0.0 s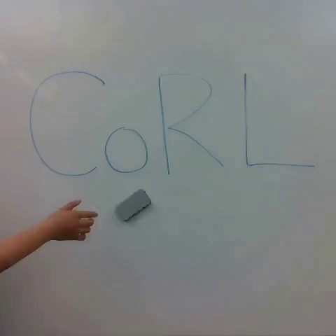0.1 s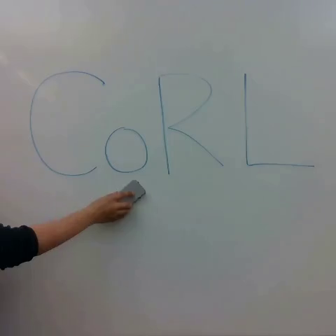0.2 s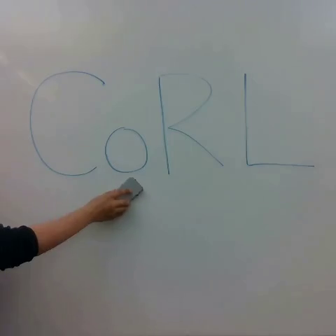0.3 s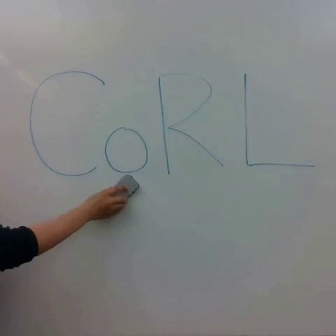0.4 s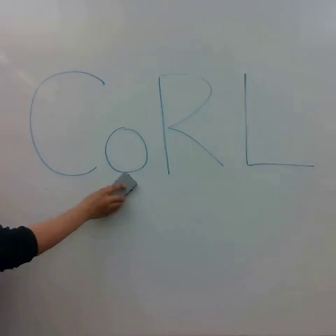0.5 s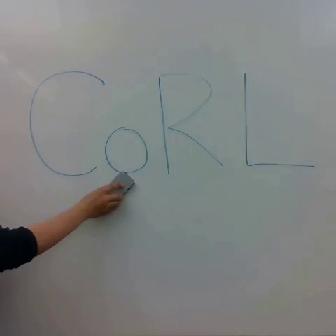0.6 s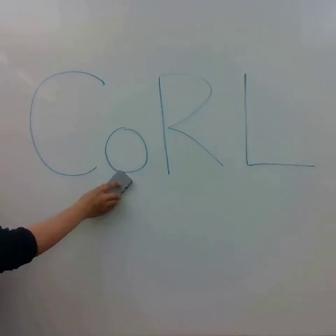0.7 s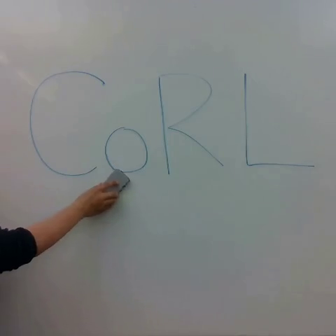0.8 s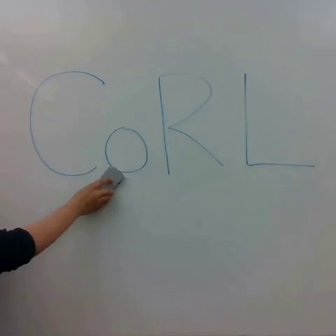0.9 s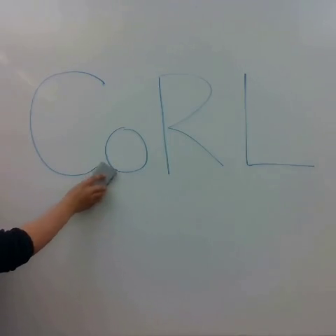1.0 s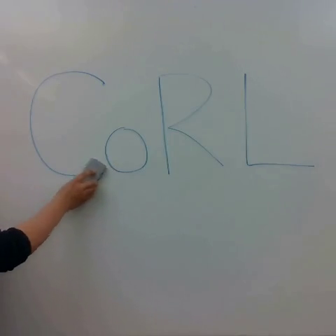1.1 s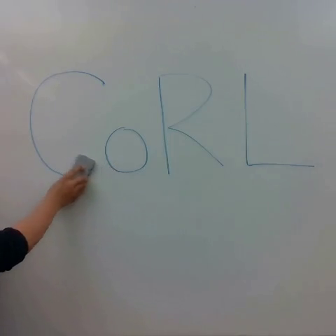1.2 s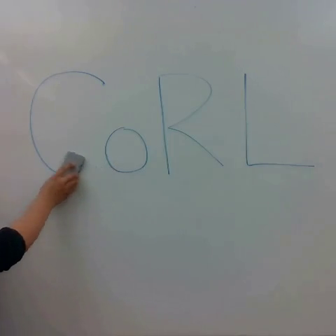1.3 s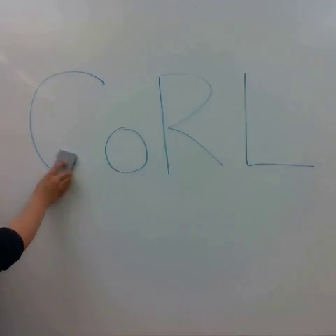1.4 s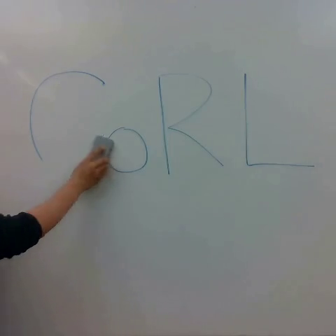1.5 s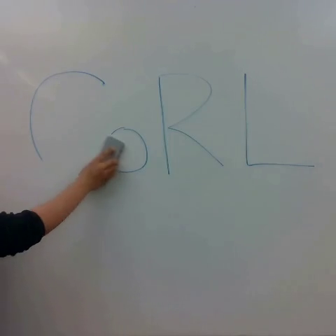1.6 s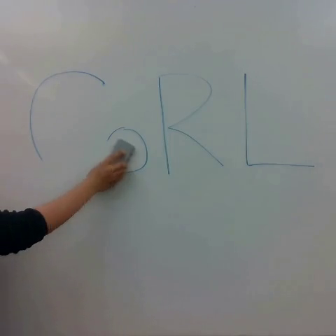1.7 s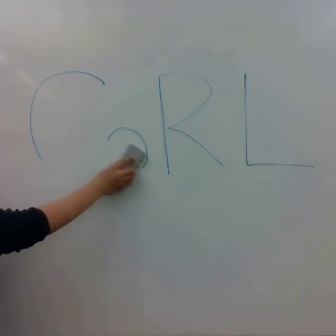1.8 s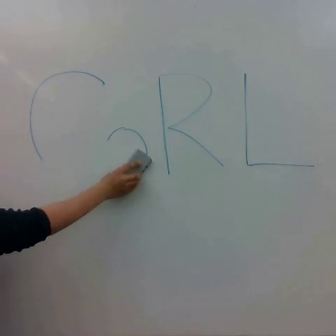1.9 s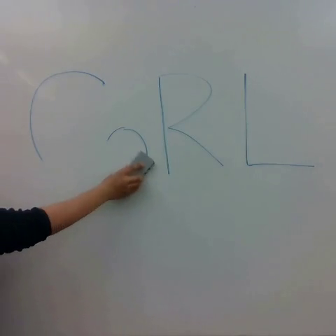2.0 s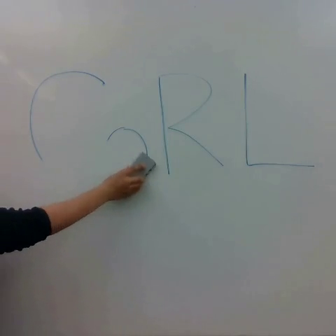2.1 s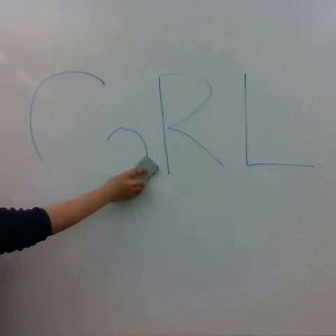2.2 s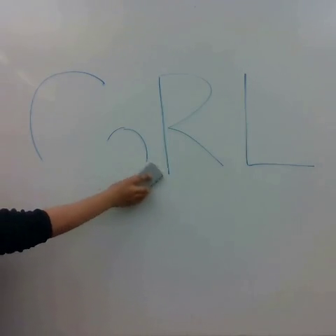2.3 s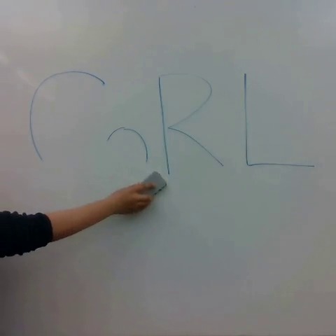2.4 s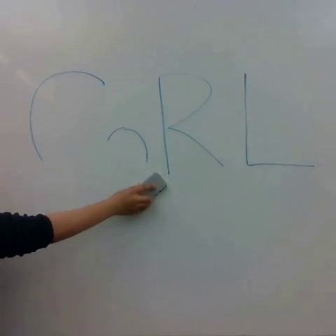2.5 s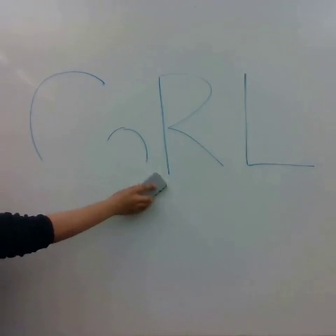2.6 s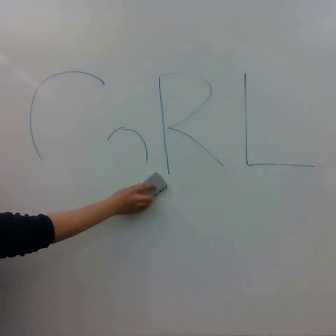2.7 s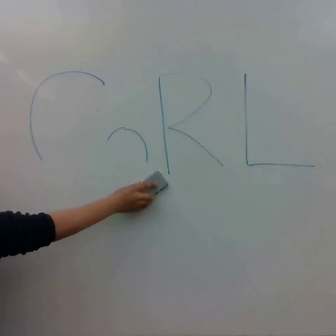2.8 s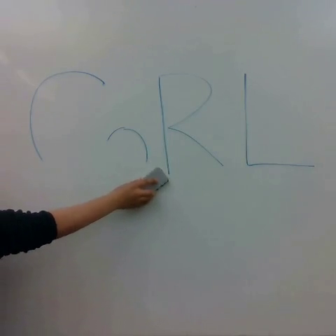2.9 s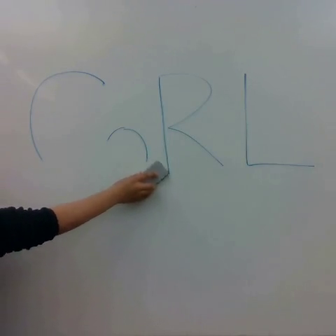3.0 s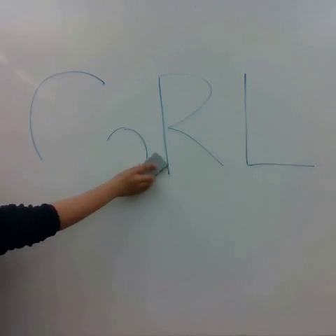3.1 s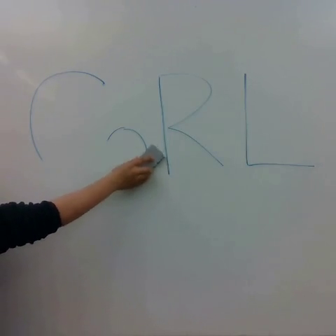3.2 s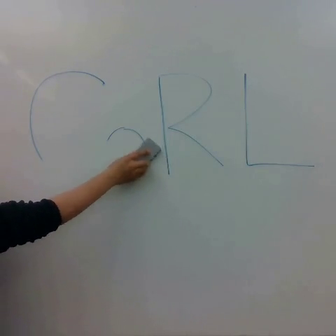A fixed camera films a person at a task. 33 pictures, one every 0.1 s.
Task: erase whiteboard.
0.0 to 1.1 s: The hand goes to the right and upward, then to the left and upward.
1.1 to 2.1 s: The hand goes to the right.
2.1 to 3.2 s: The hand goes upward.
